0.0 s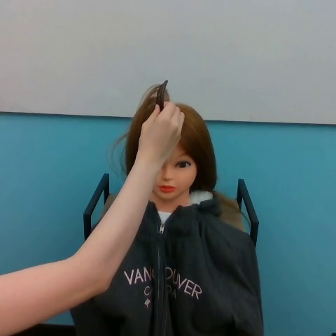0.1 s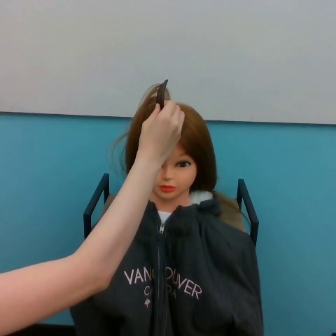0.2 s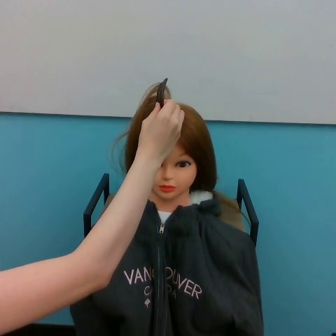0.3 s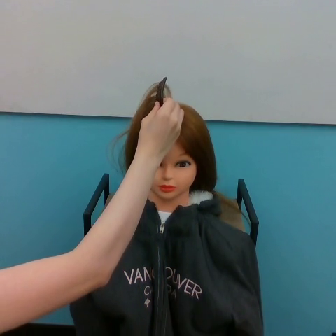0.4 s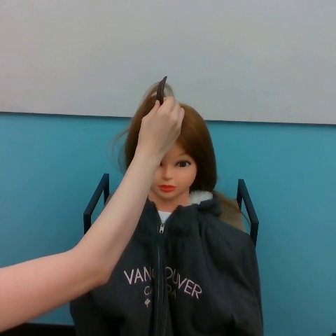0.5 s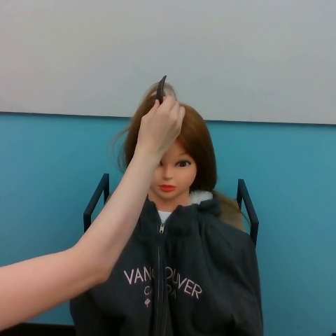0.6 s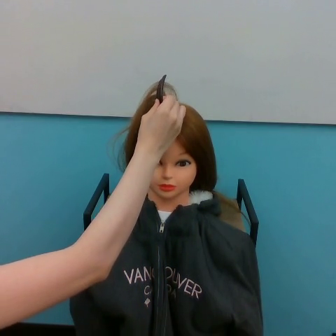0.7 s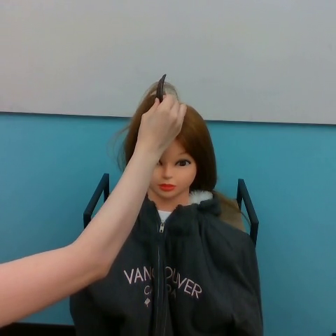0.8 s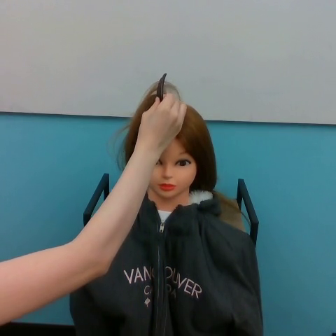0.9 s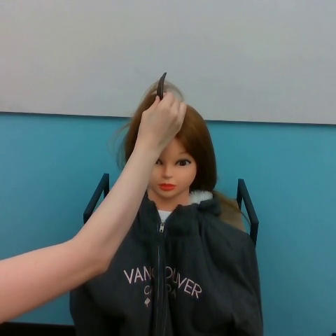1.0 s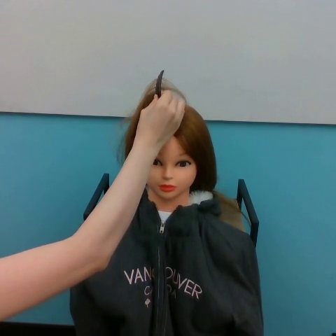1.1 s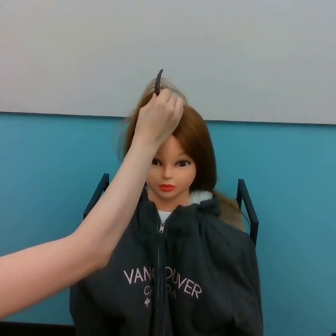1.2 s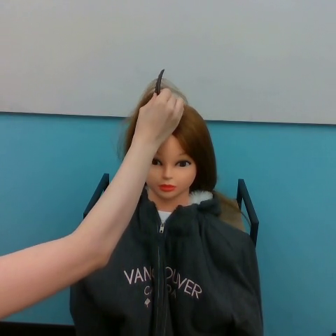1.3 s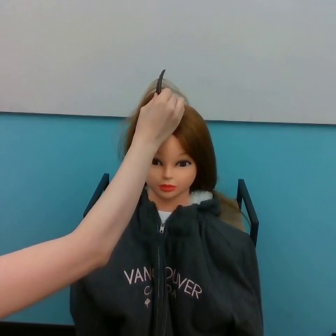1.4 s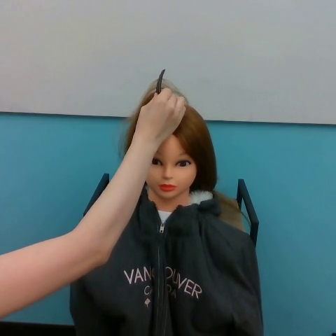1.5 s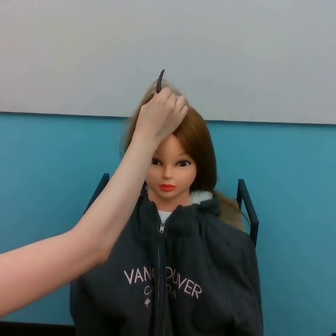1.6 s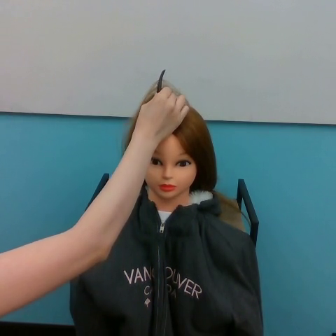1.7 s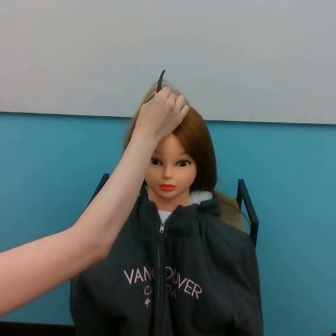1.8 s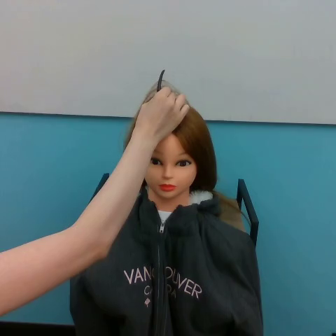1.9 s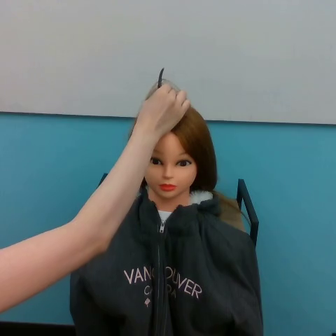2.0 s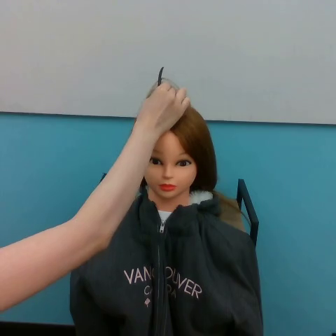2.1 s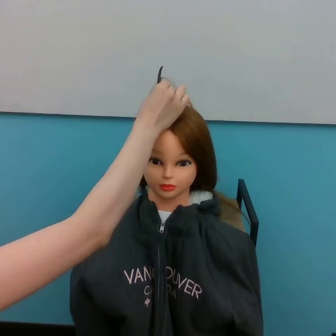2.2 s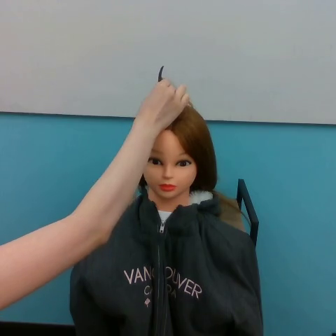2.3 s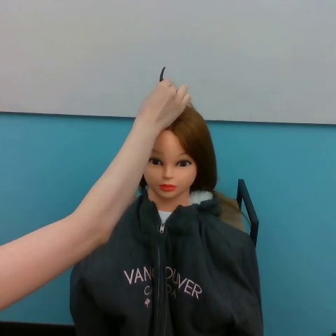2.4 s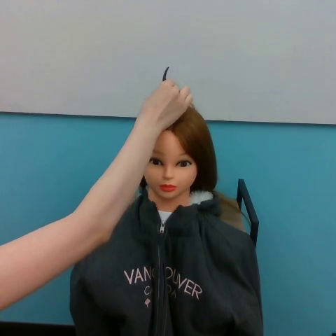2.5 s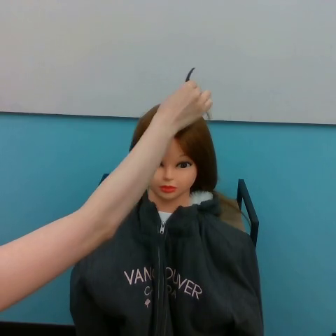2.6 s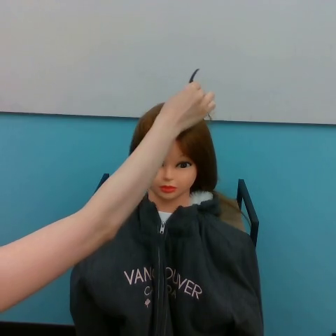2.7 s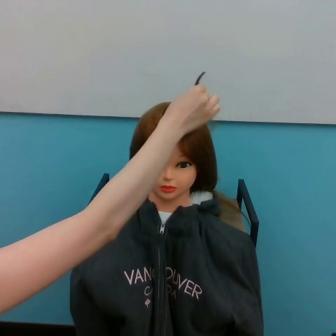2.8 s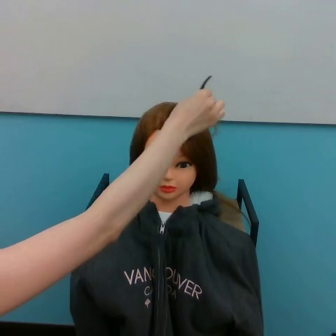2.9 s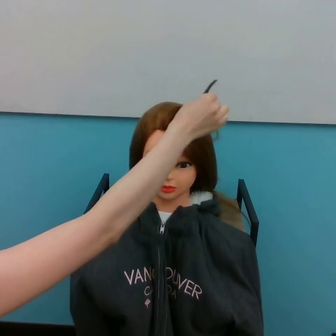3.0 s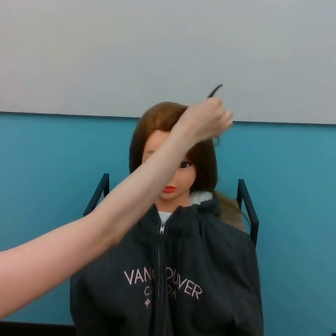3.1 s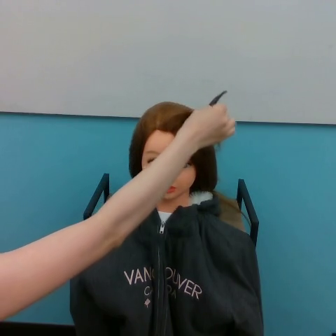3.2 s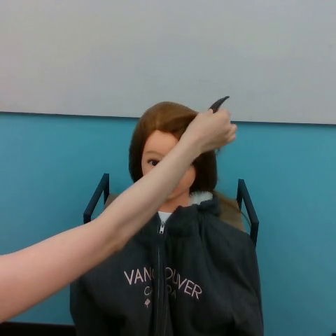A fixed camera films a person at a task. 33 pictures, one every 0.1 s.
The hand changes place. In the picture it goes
to the right.
0.0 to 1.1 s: The hand goes upward.
1.1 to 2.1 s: The hand moves only a little.
2.1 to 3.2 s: The hand goes to the right and downward.
Task: part hair.
